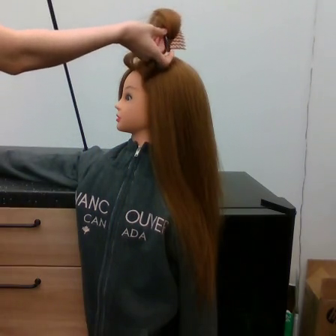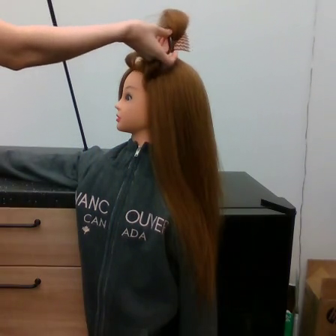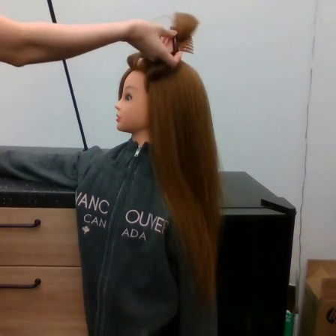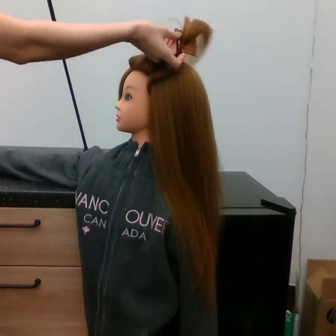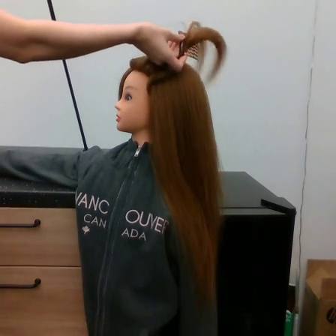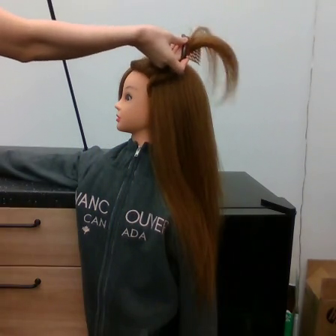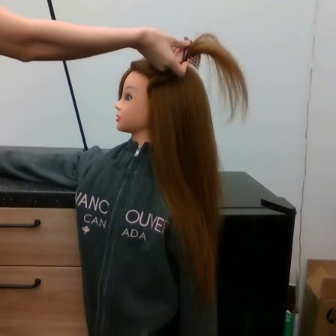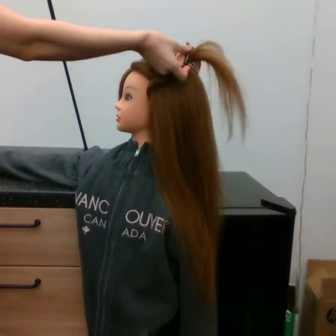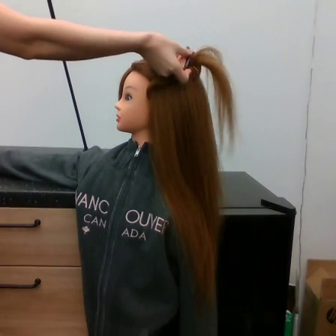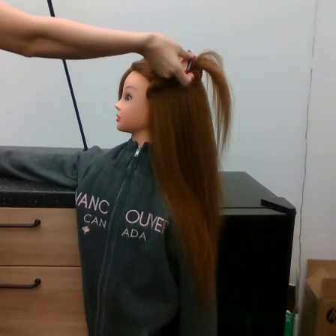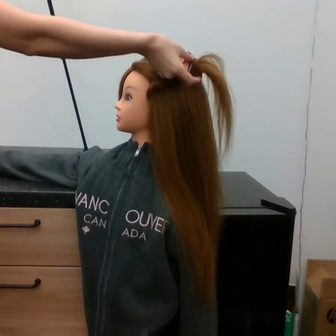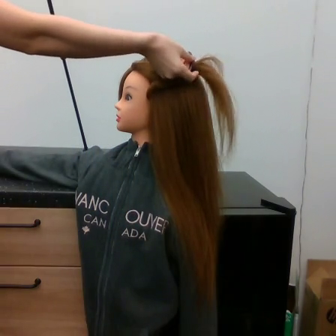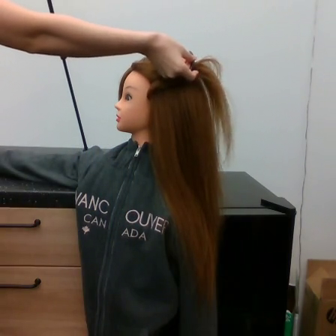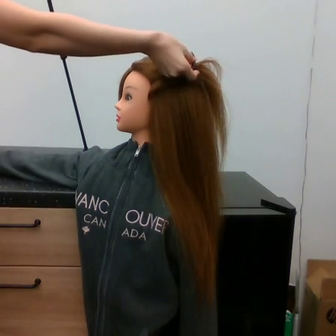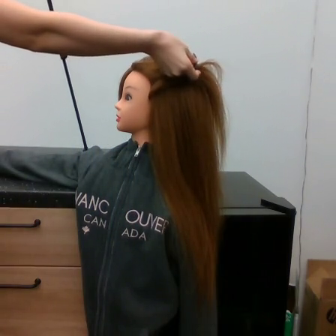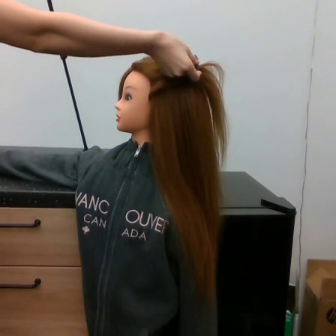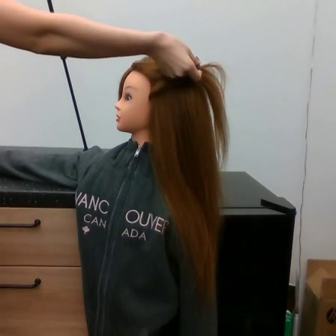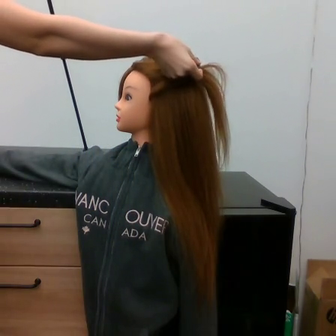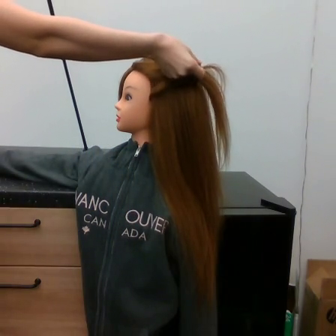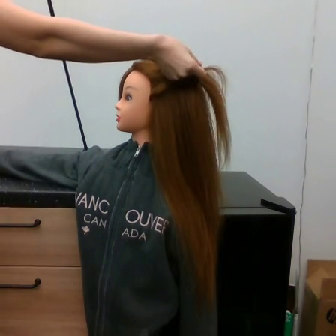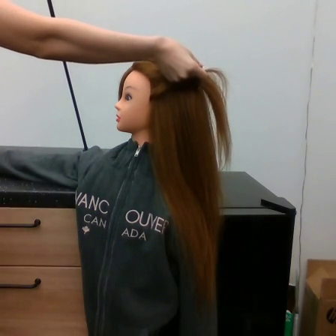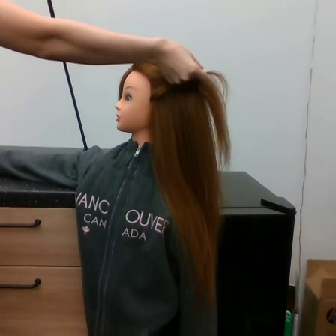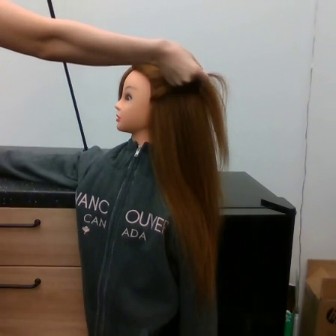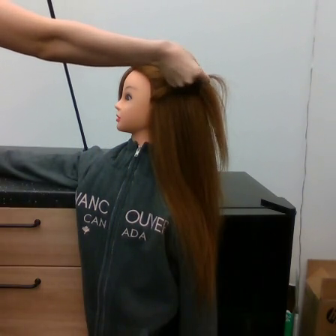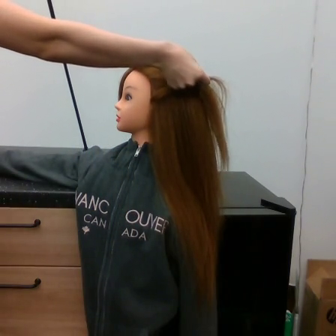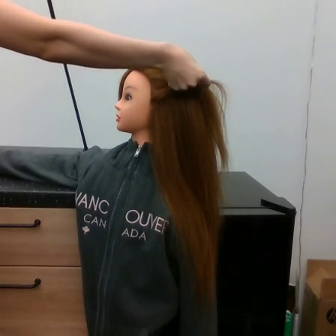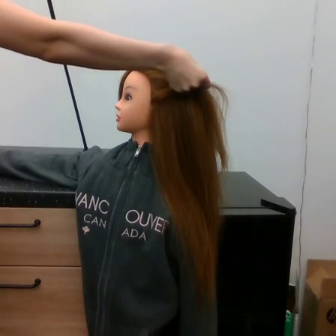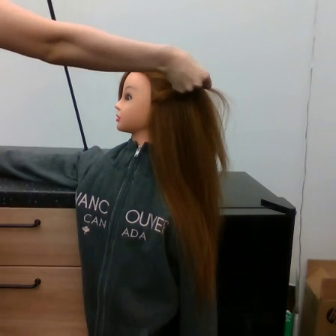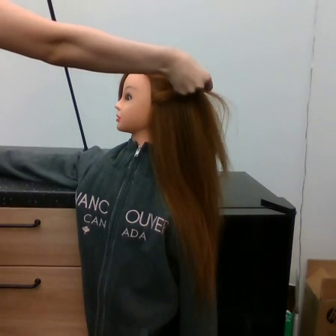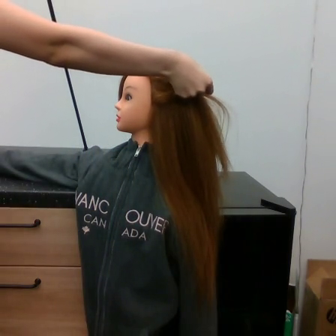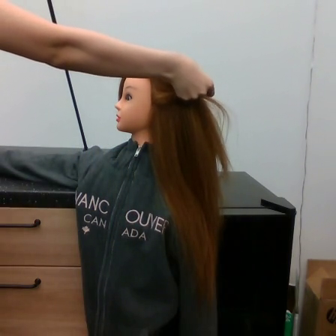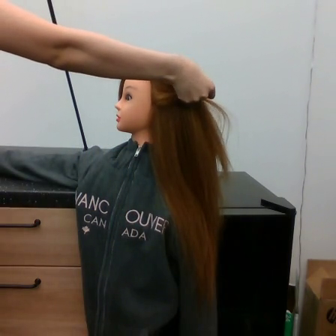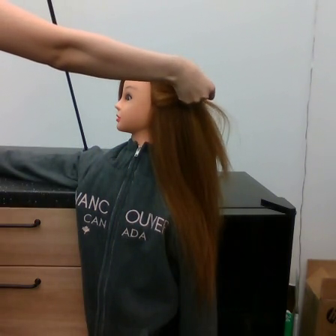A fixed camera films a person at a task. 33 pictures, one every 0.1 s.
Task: tidy side hair.
0.0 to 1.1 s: The hand goes to the right and downward.
1.1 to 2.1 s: The hand moves only a little.
2.1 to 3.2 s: The hand goes downward.
